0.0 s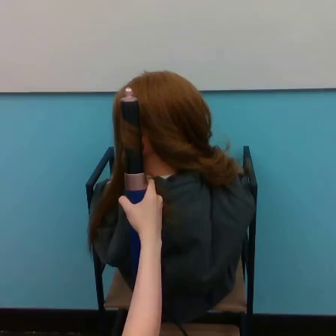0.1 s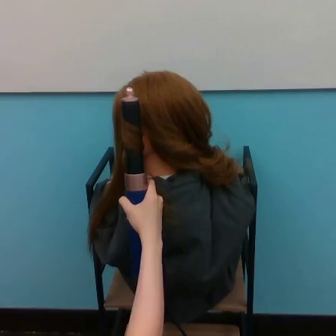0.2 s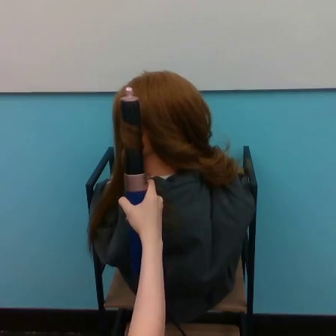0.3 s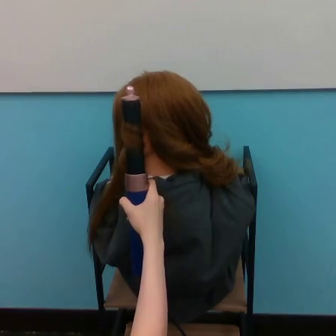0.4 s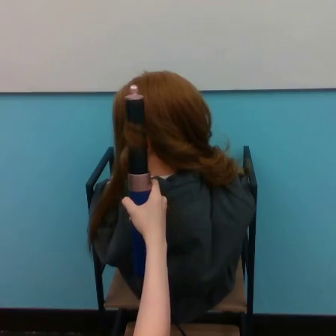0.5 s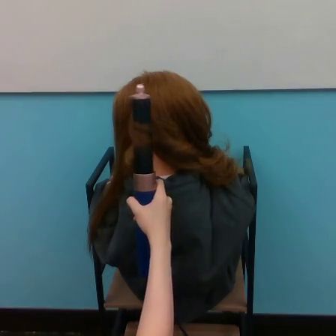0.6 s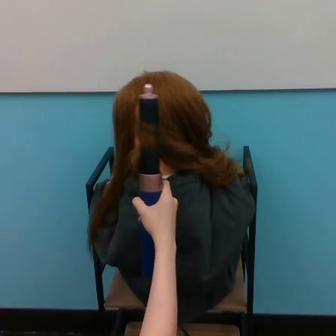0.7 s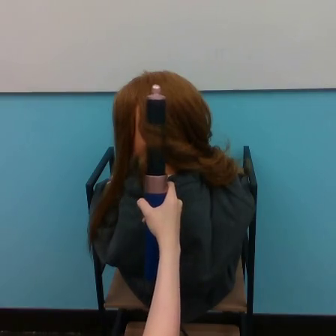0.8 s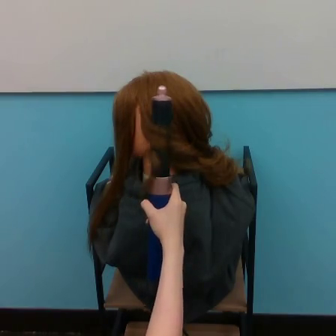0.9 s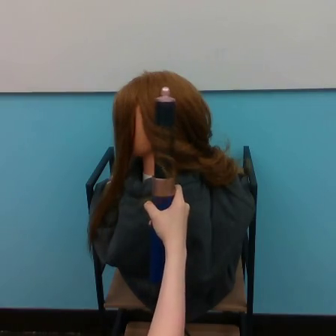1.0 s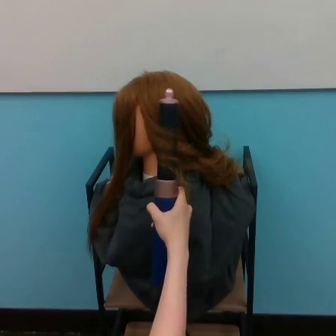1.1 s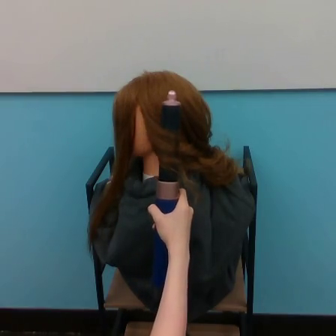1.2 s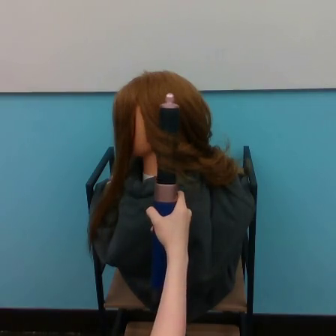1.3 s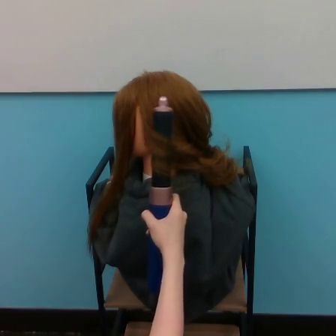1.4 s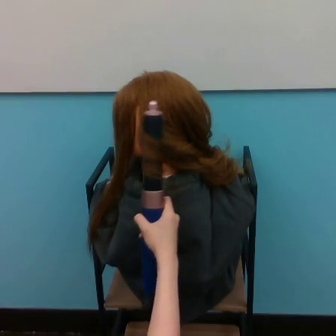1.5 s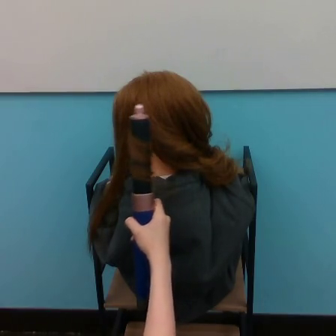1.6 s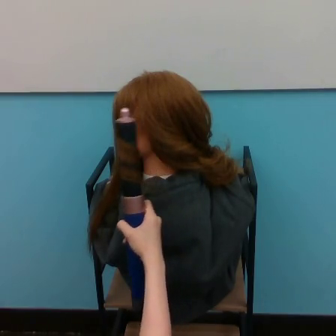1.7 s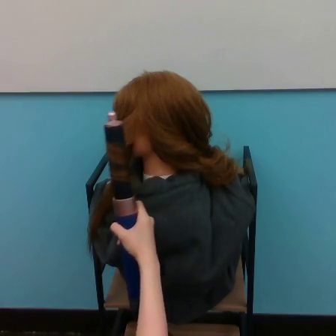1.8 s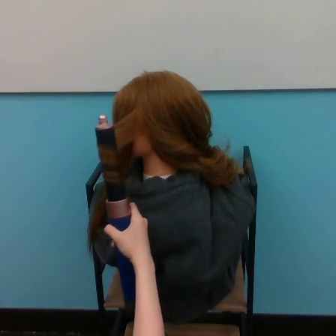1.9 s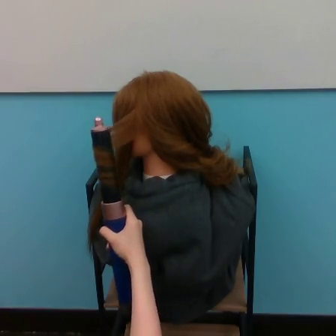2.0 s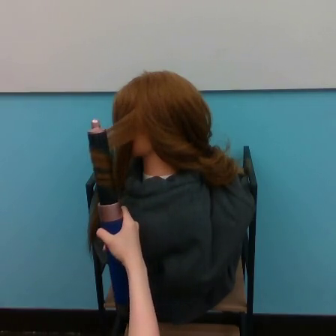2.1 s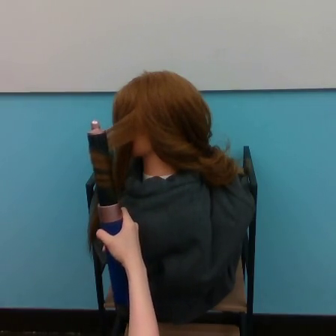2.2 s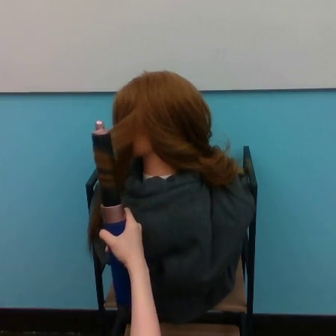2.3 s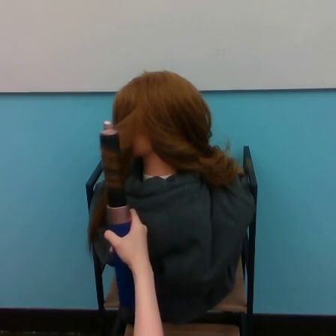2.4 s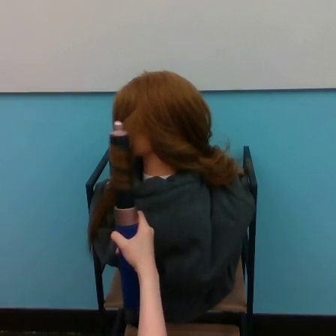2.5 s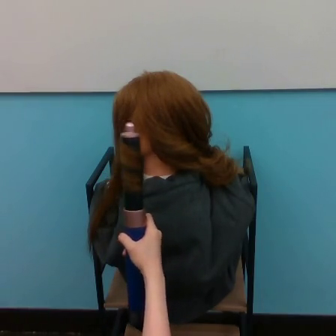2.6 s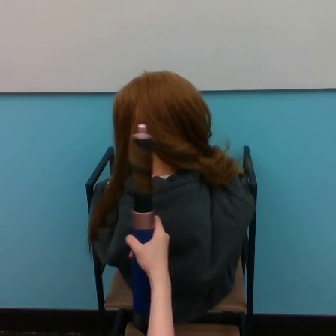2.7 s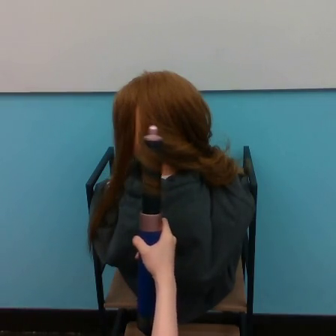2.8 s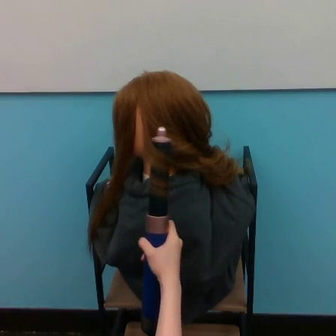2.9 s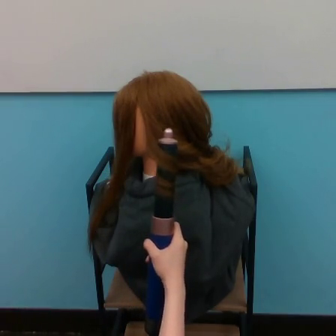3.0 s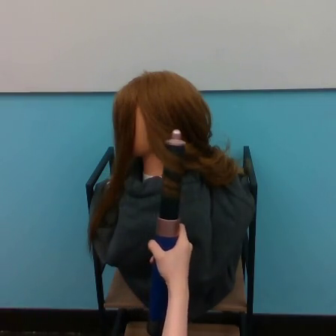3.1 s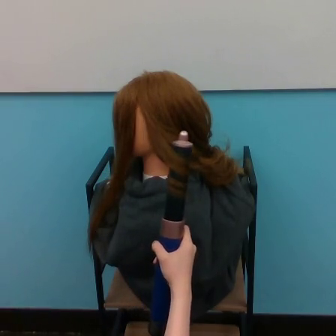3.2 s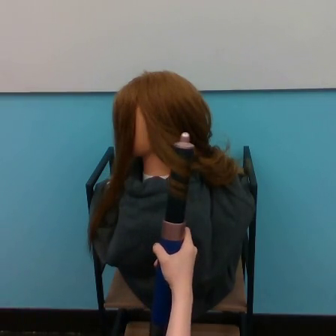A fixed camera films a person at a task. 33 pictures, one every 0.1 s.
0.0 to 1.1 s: The hand goes to the right.
1.1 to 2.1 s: The hand goes to the left.
2.1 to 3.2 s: The hand goes to the right.
Task: curl hair.
